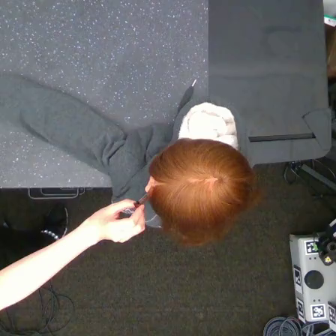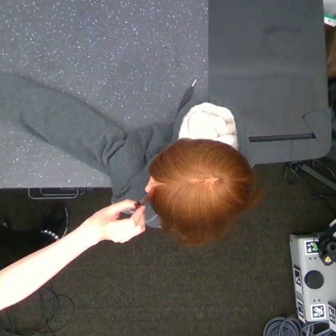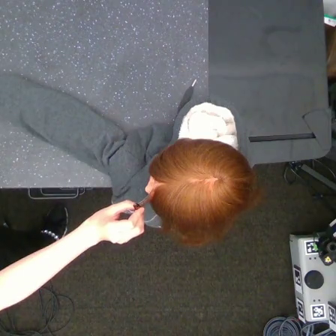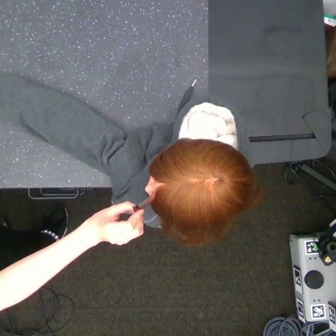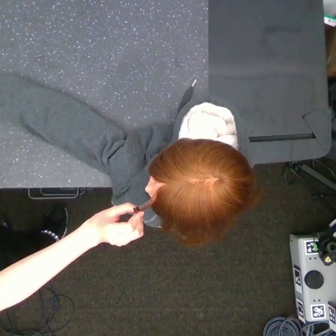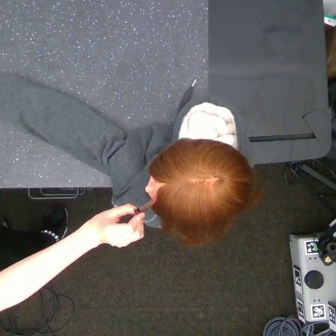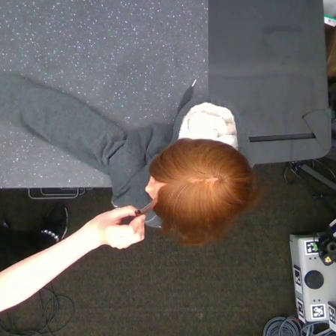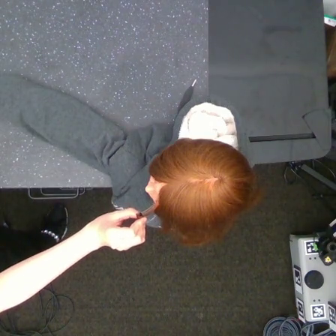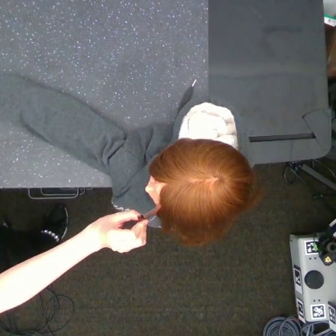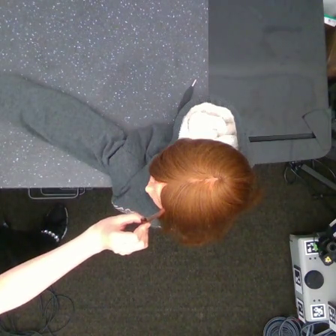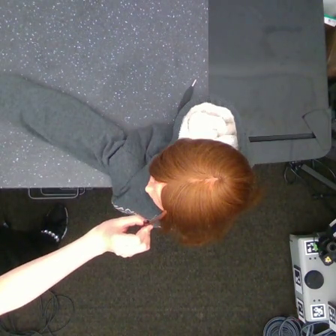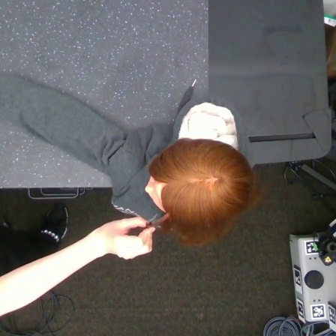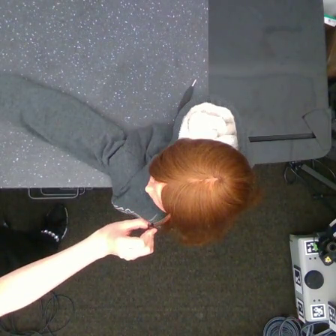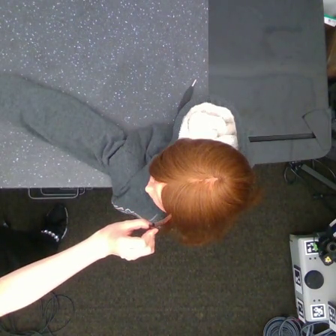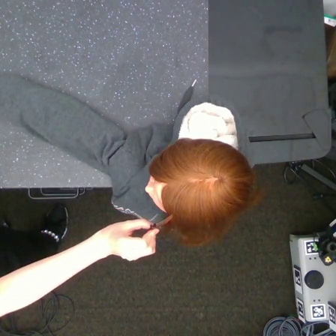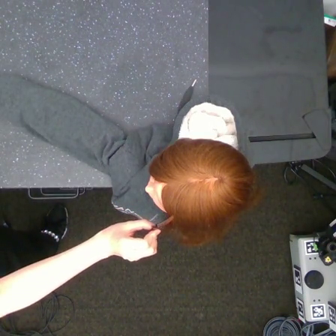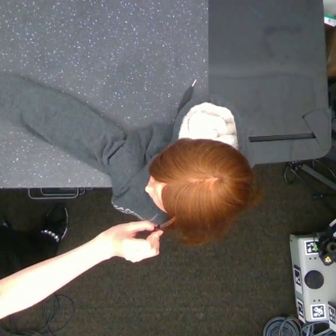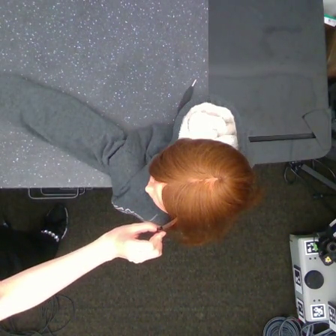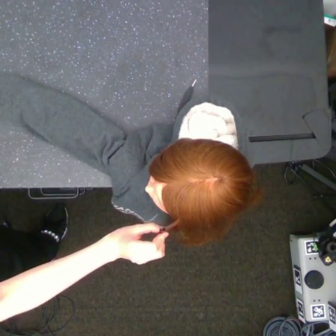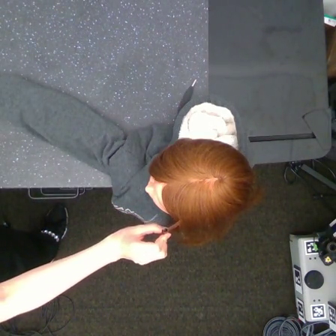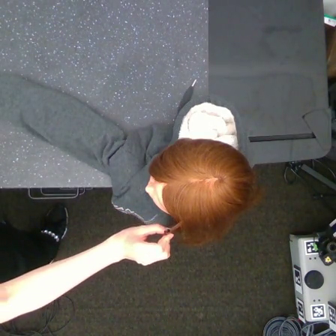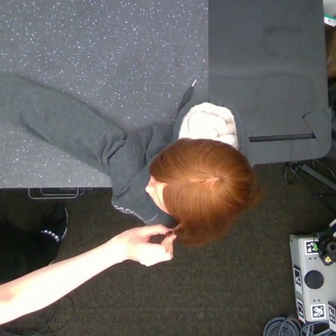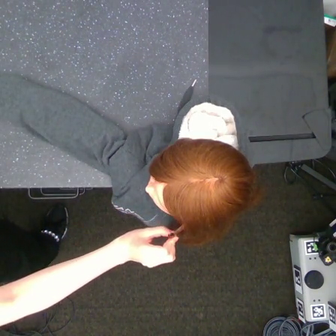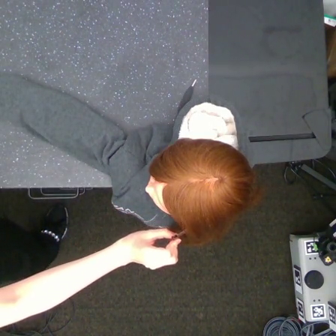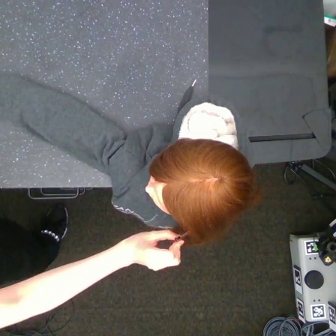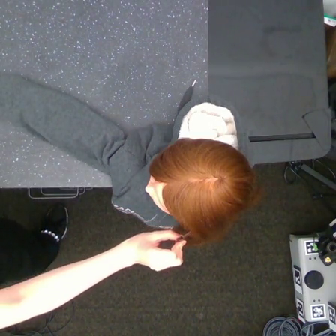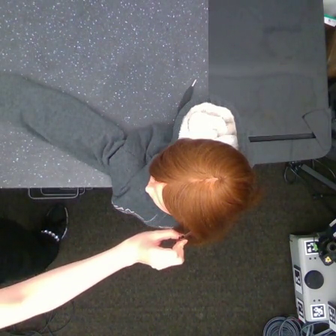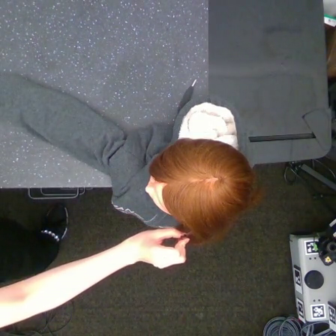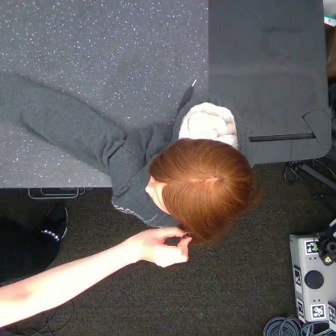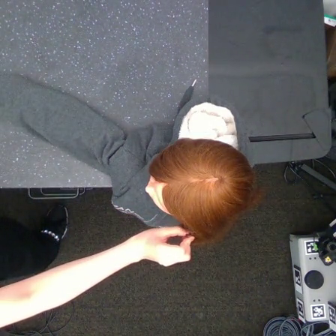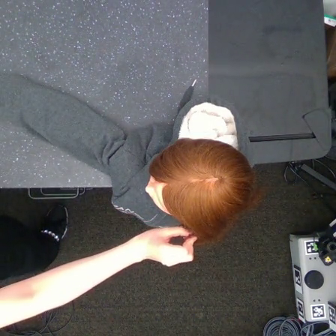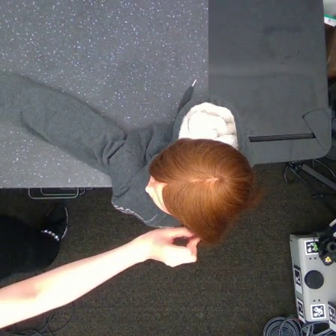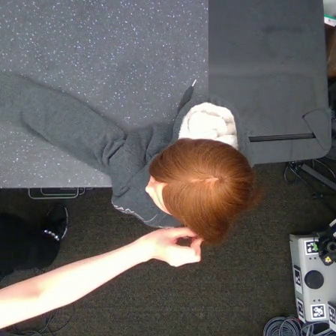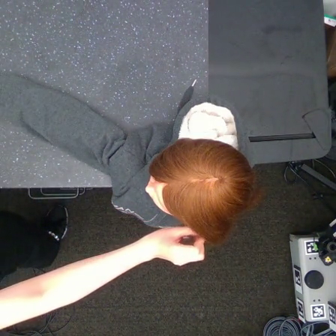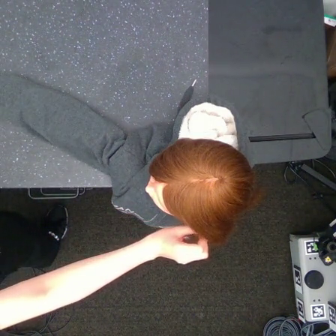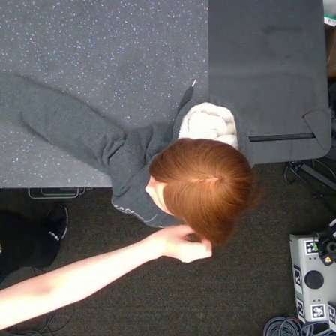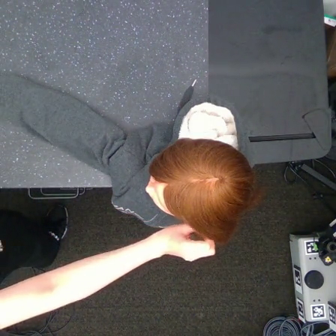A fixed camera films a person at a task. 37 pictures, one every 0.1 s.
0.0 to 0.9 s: The hand moves only a little.
0.9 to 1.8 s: The hand goes to the right.
1.8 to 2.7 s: The hand goes to the right.
2.7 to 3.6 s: The hand goes to the right.
Task: tidy side hair.
Motion: move downward and to the right.
